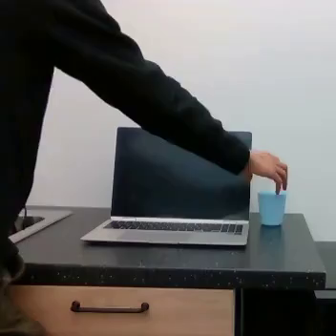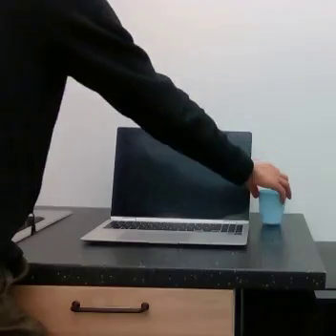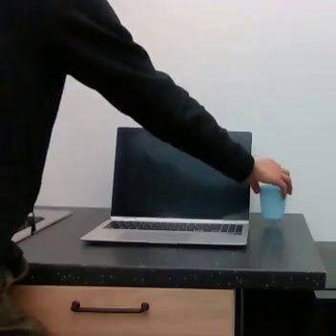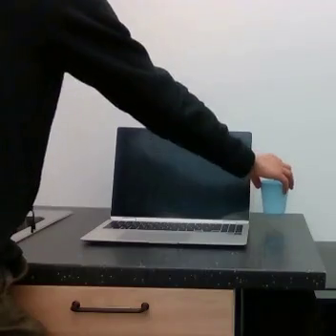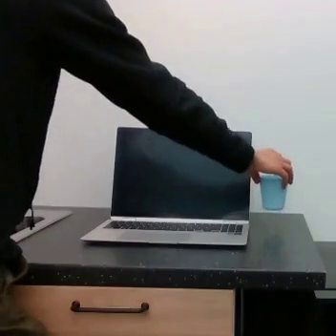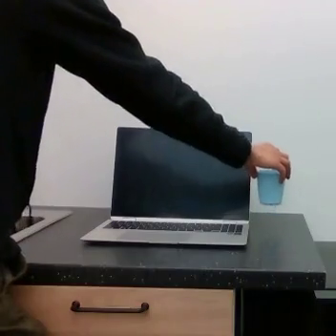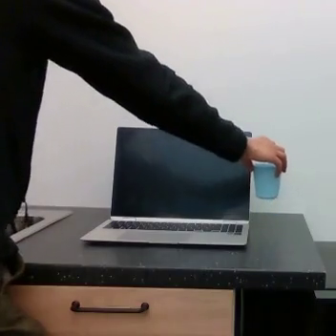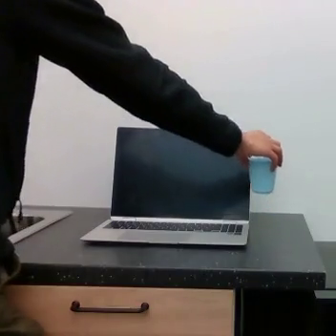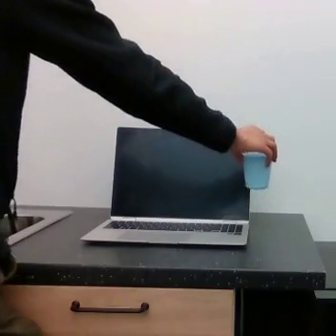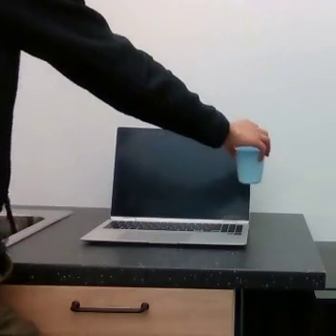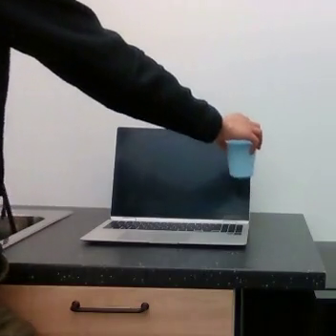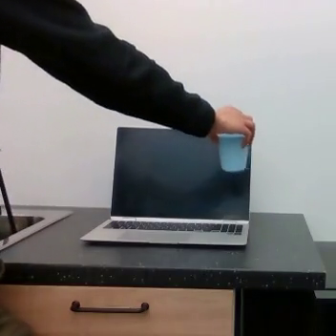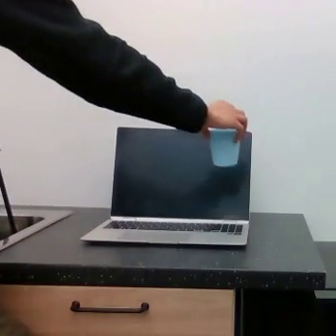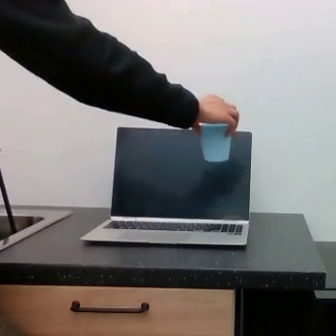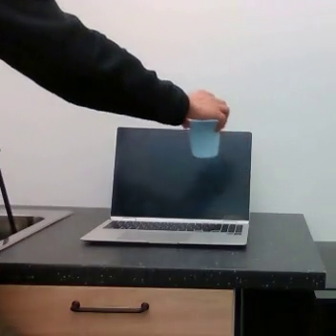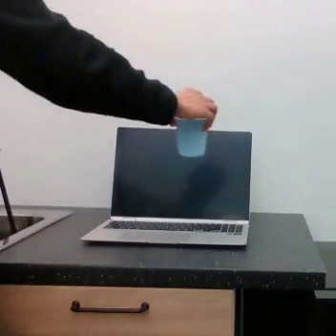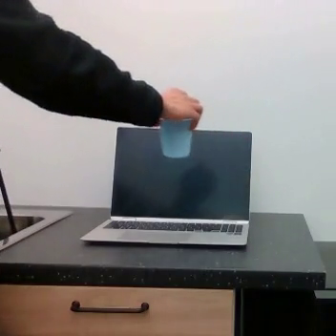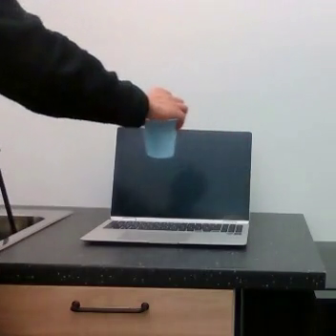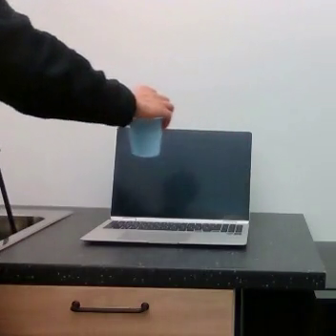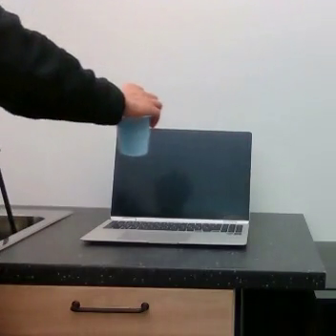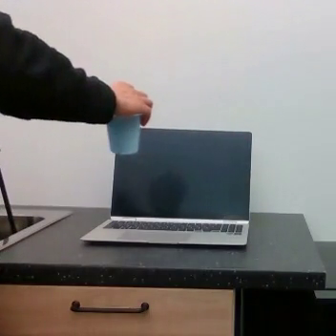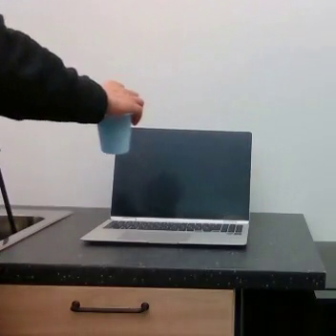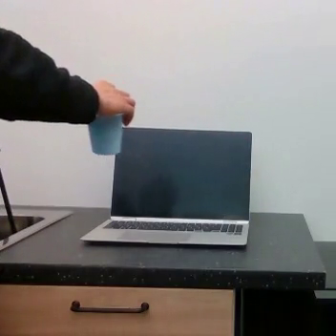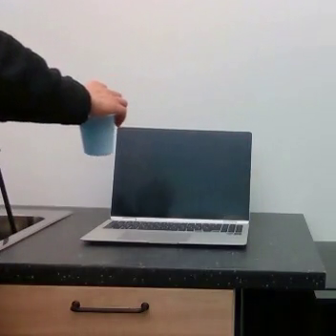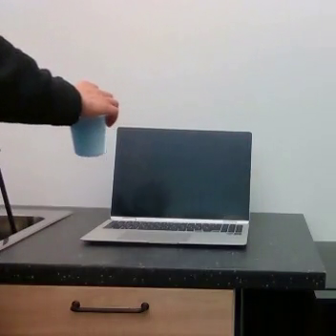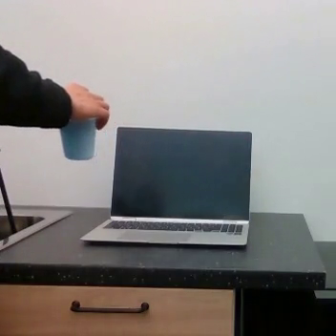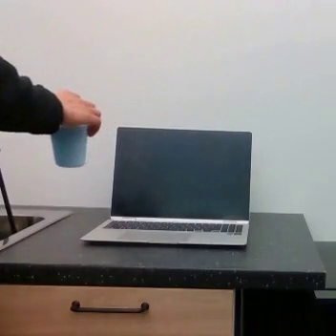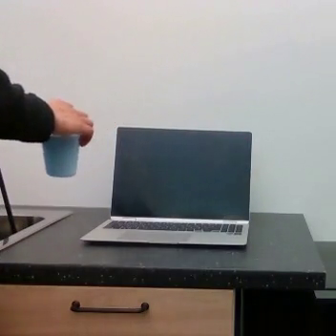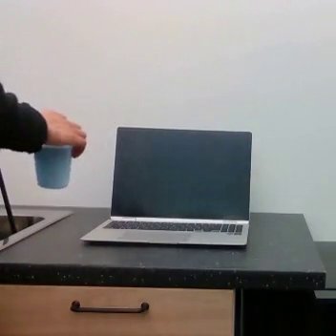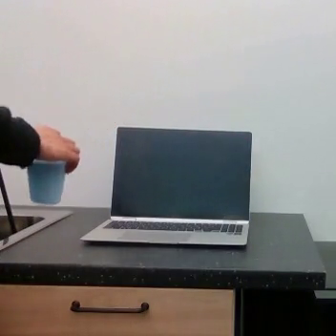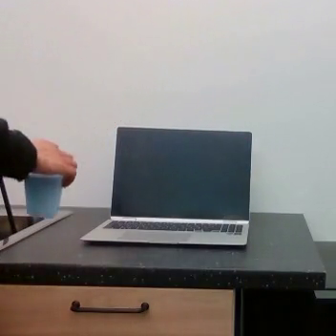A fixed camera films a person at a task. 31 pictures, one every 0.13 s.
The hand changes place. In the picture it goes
to the left.
0.00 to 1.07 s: The hand goes upward.
1.07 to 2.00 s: The hand goes to the left and upward.
2.00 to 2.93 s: The hand goes to the left.
2.93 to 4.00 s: The hand goes to the left and downward.
Task: pick up the cup and place it to the lower left of the laptop.
Motion: move to the left following a concave curve.
